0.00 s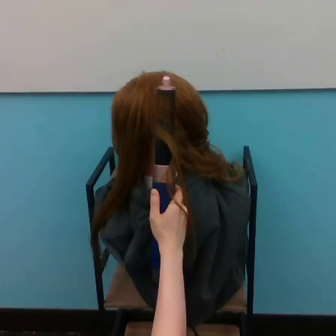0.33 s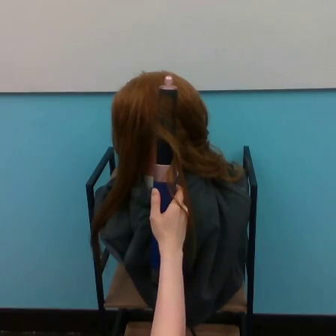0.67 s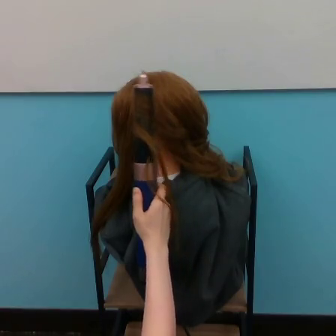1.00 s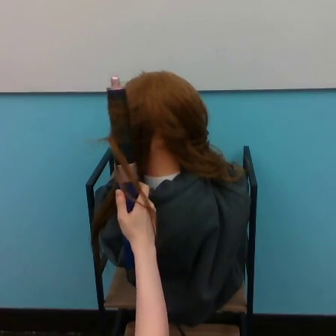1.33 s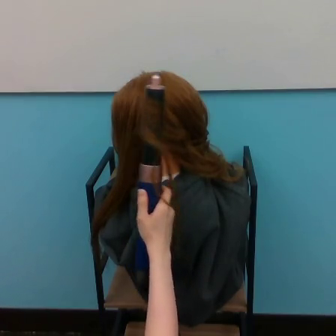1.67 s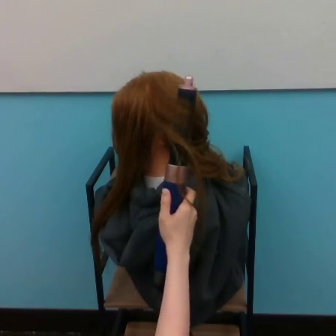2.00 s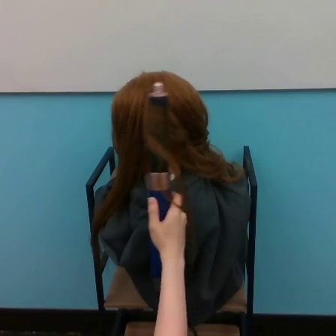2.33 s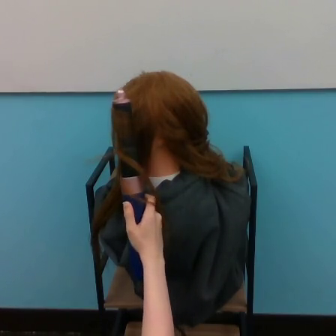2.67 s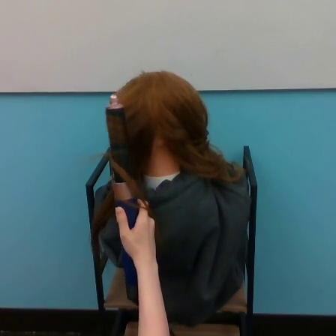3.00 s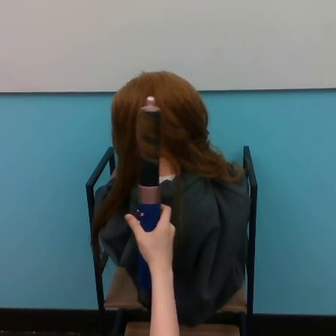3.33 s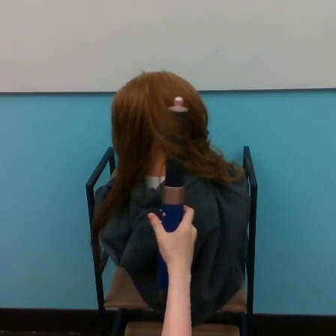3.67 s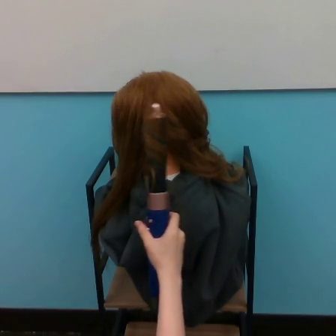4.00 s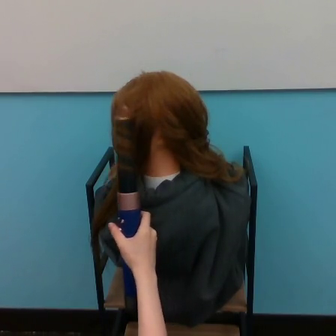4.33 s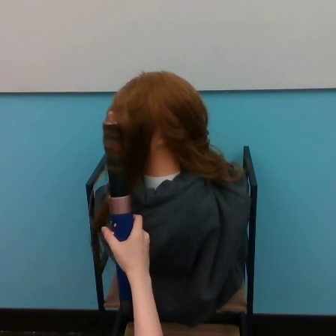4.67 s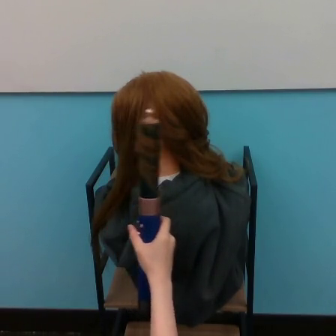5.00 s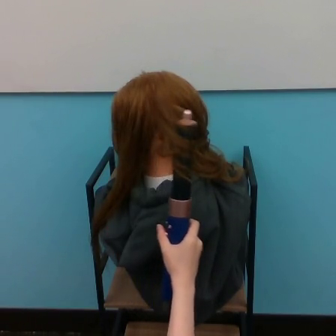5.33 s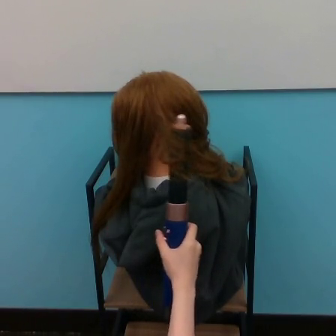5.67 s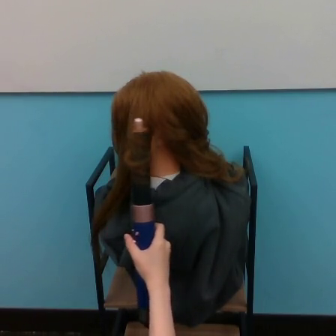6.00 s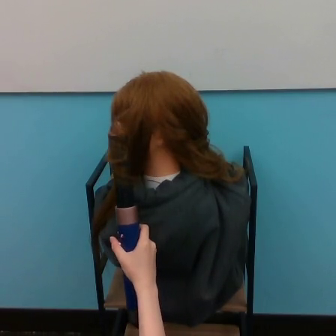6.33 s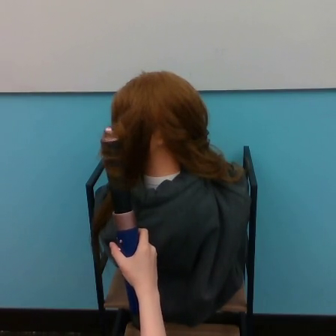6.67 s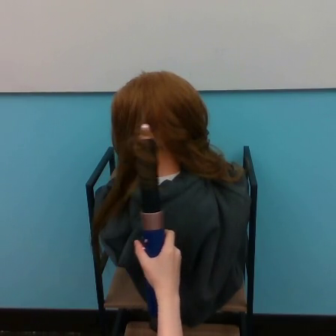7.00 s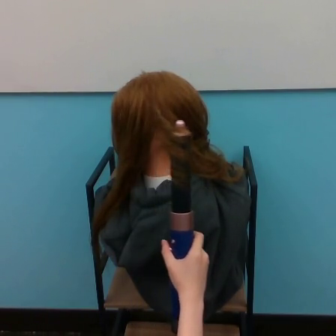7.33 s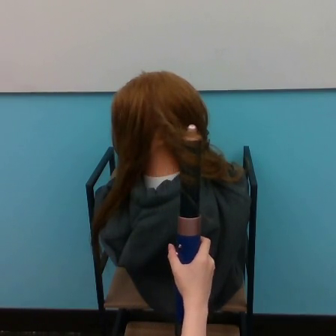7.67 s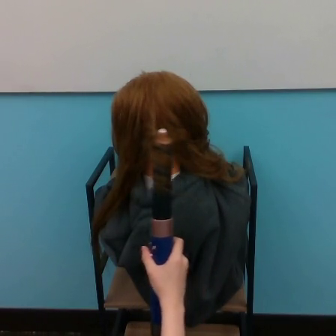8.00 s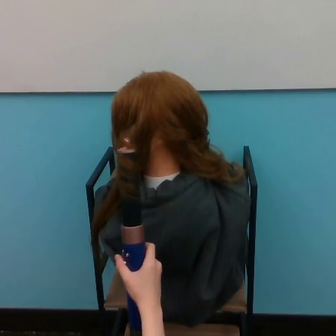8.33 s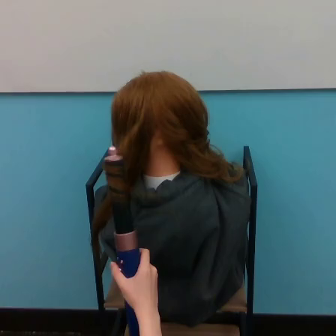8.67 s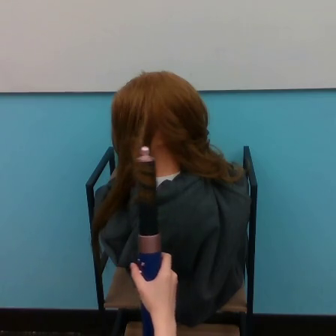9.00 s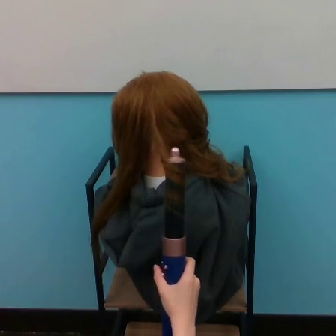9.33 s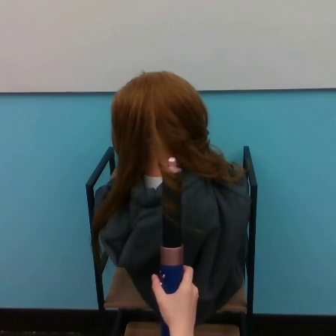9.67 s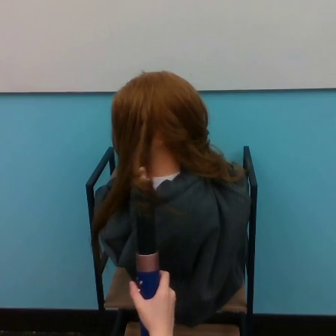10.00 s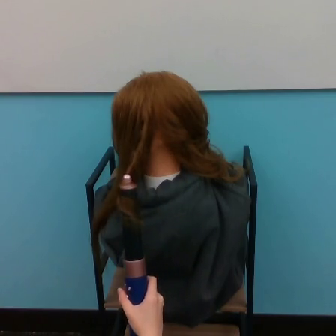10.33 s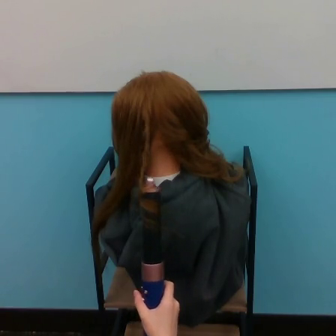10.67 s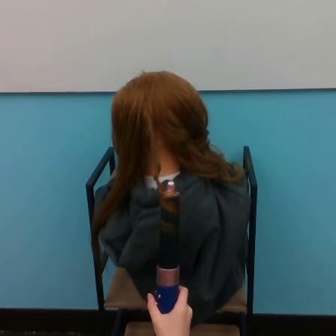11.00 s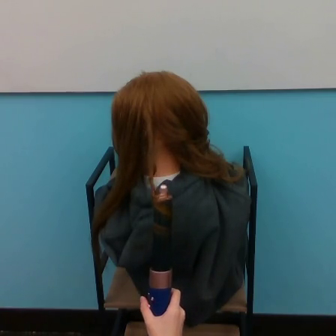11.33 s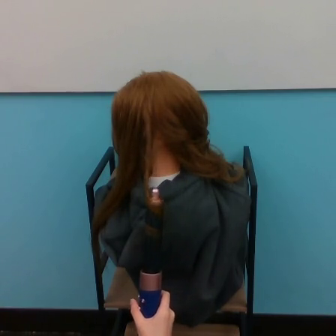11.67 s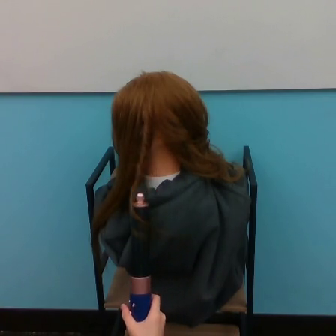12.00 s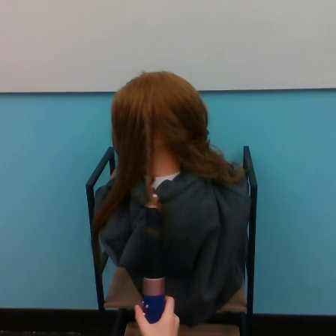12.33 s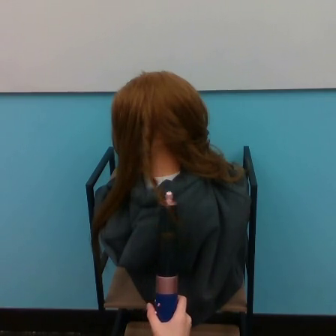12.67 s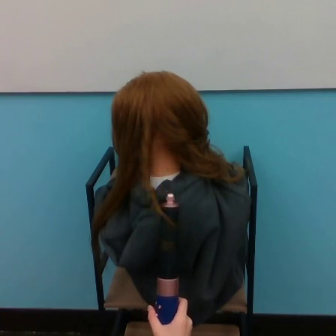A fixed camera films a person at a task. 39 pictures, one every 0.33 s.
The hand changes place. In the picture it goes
downward.
0.00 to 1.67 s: The hand goes to the left, then to the right.
1.67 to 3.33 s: The hand goes to the left, then to the right.
3.33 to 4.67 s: The hand goes to the left, then to the right.
4.67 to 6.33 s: The hand goes to the right, then to the left.
6.33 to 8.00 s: The hand goes to the right, then to the left.
8.00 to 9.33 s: The hand goes to the right and downward.
9.33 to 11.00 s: The hand goes to the left, then to the right.
11.00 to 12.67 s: The hand stays where it is.
Task: curl hair.
Motion: move downward, making horizontal oscillations to the left and to the right.
